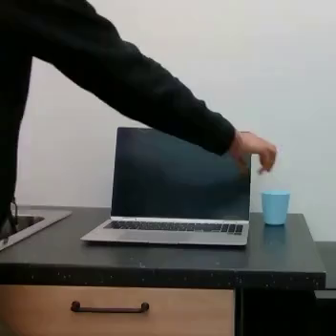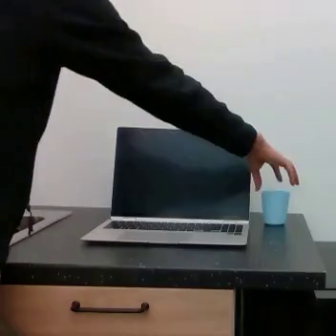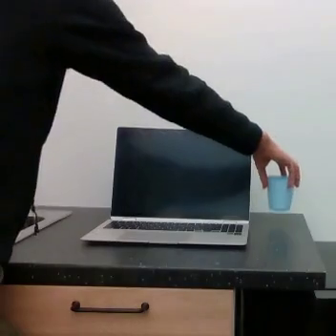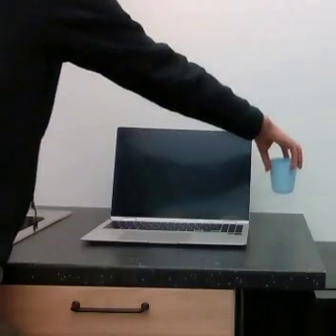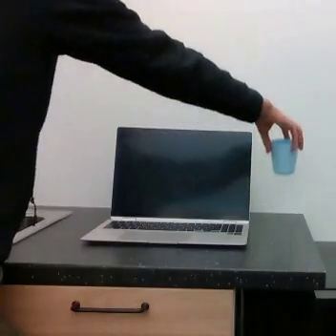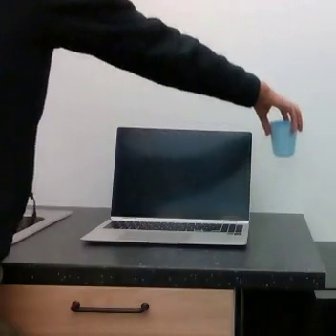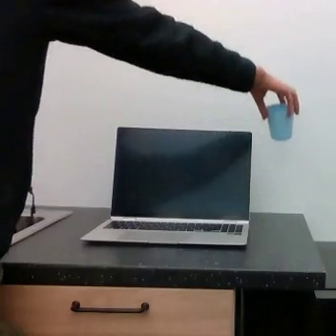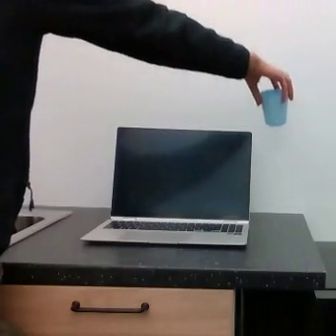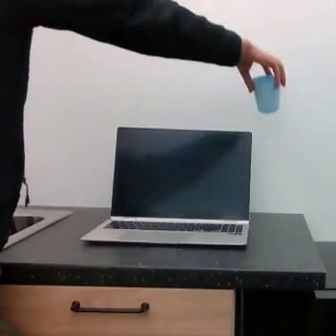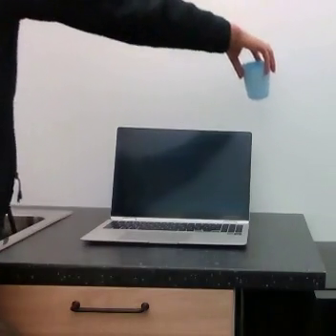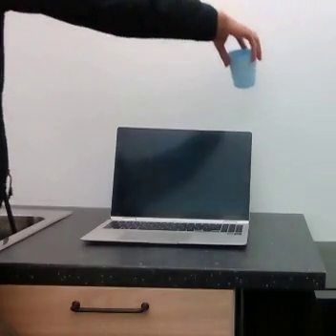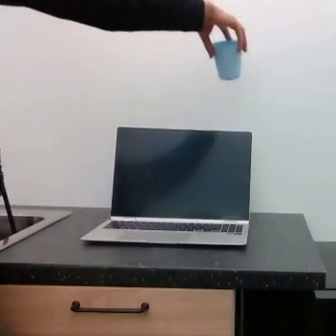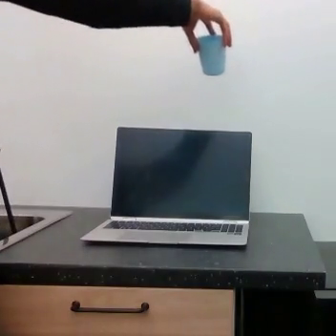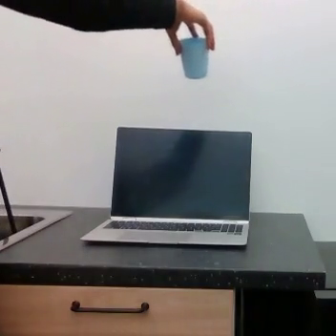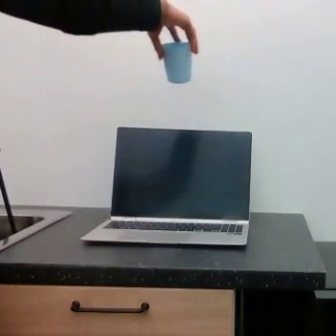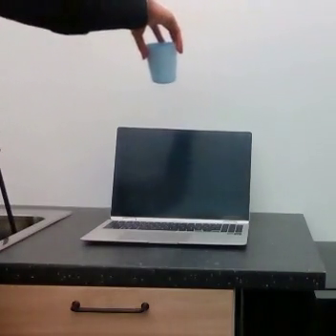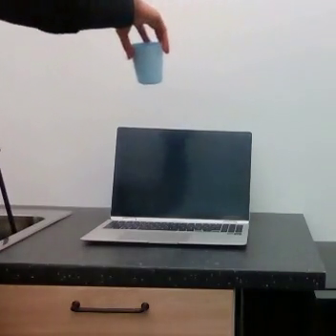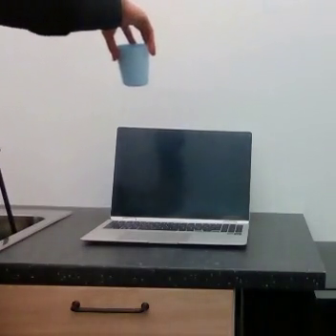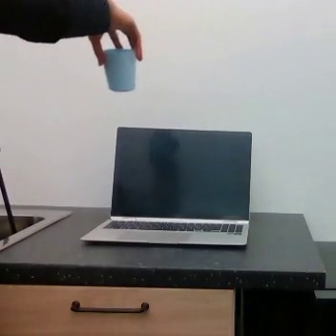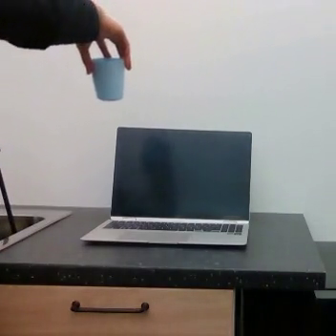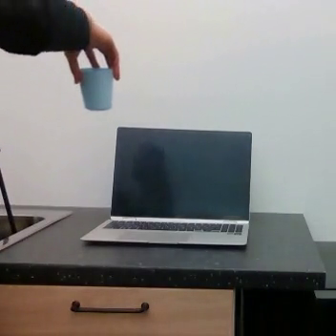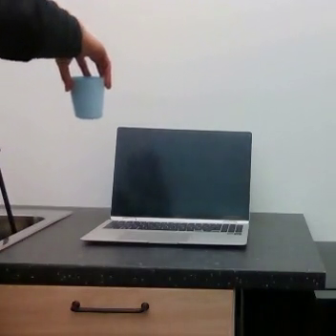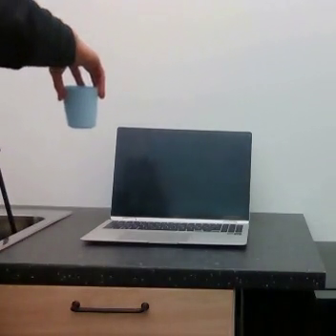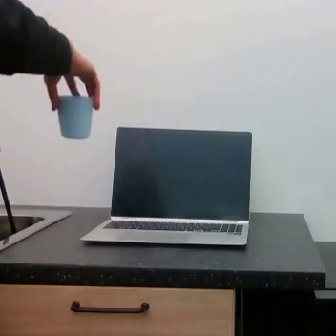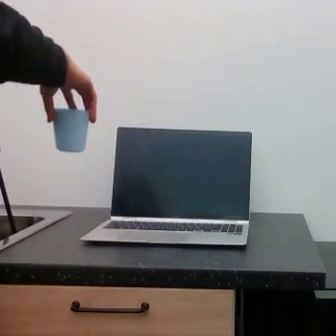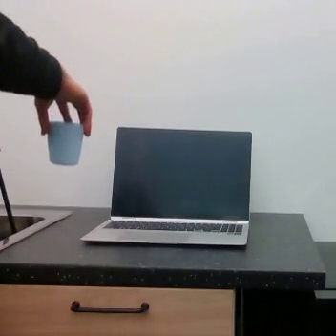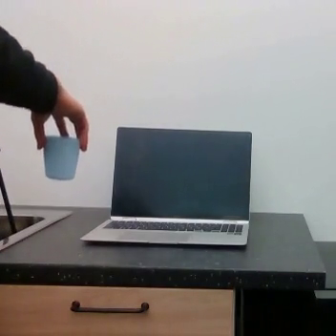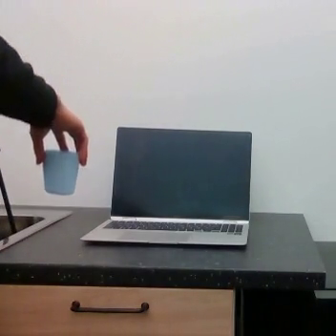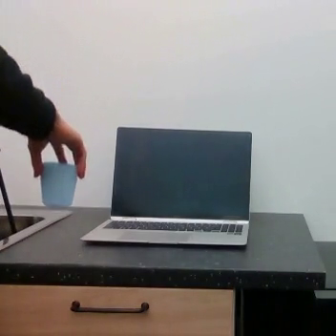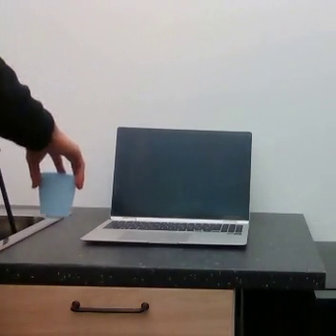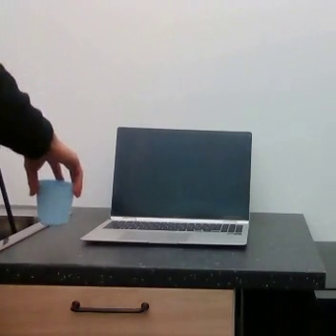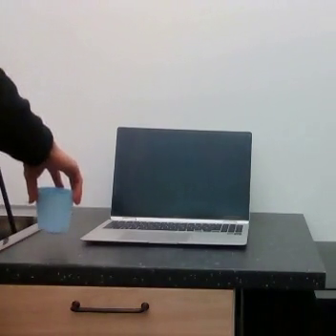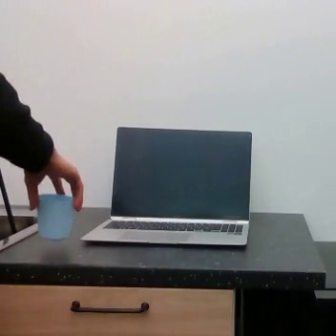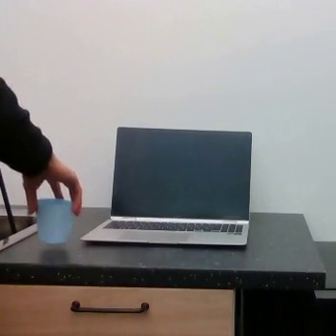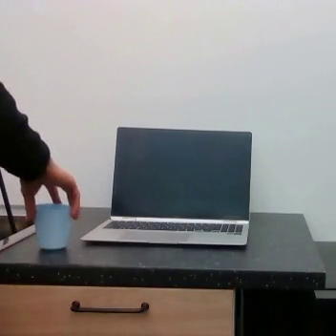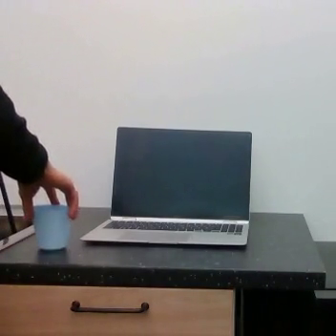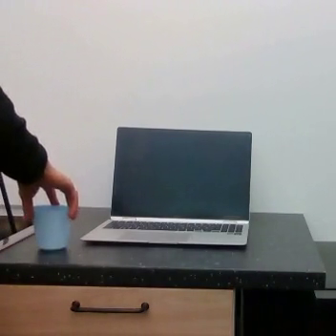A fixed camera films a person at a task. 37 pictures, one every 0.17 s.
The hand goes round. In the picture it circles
counterclockwise.
The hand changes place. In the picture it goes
to the left.
0.00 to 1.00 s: The hand goes upward and to the right.
1.00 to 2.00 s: The hand goes upward and to the left.
2.00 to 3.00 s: The hand goes to the left.
3.00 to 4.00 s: The hand goes downward and to the left.
4.00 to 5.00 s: The hand goes downward.
5.00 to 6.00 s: The hand goes downward.
In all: It circles counterclockwise, turning through about 270 degrees.
Task: pick up the cup and place it to the lower left of the laptop.
Motion: move to the left following a concave curve over the laptop.
